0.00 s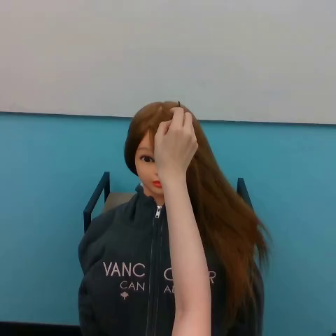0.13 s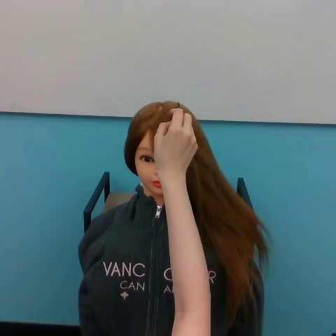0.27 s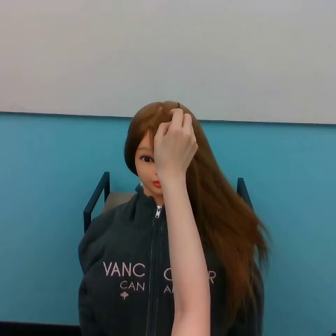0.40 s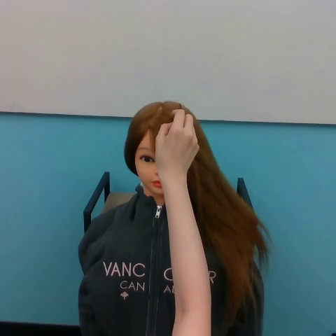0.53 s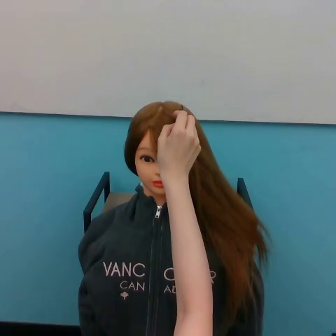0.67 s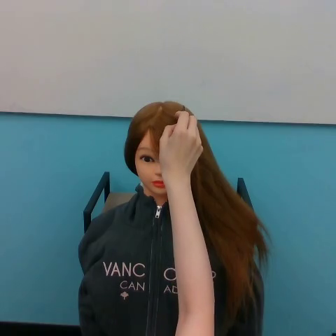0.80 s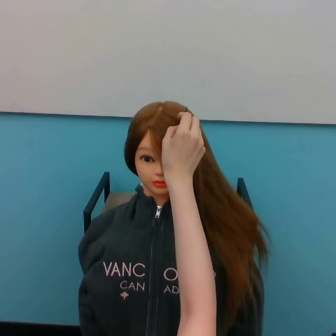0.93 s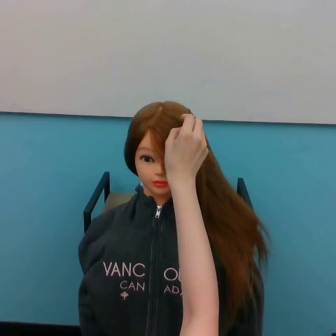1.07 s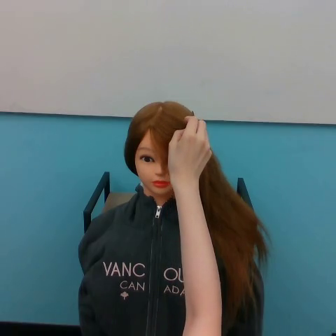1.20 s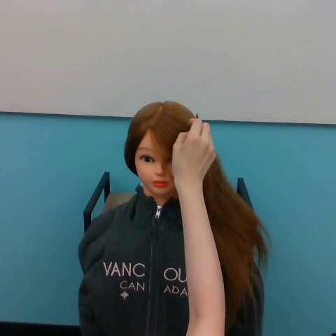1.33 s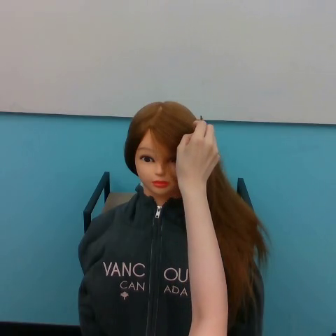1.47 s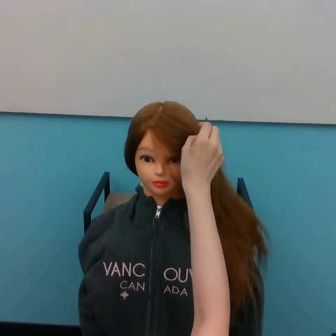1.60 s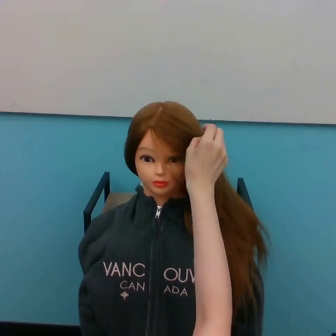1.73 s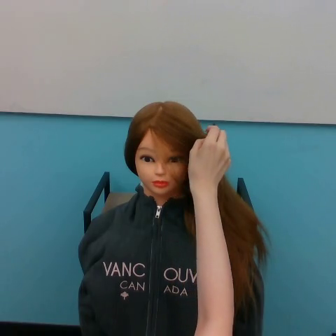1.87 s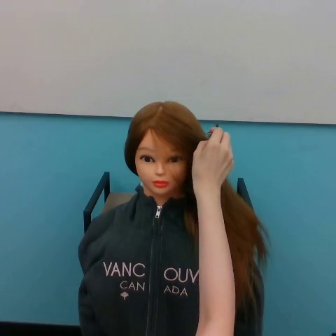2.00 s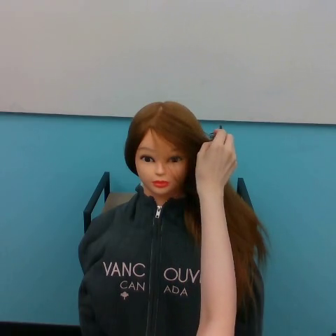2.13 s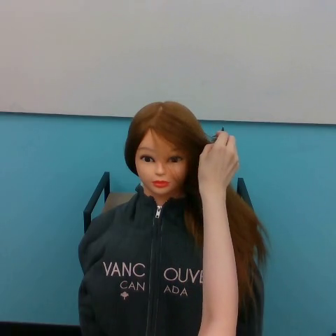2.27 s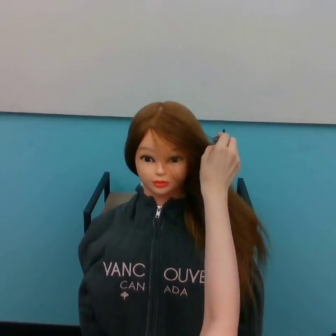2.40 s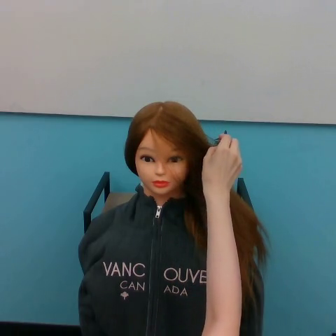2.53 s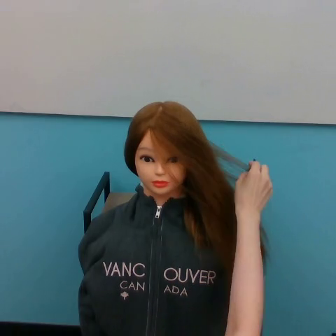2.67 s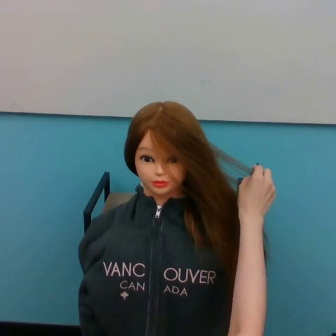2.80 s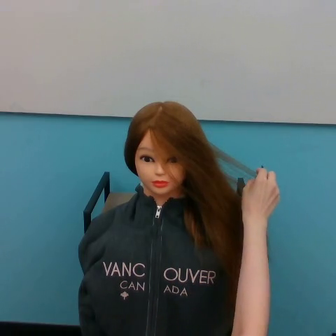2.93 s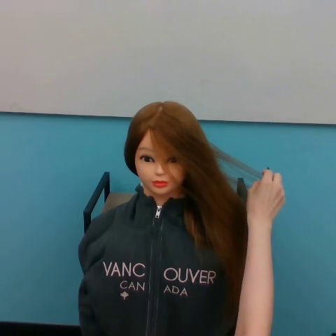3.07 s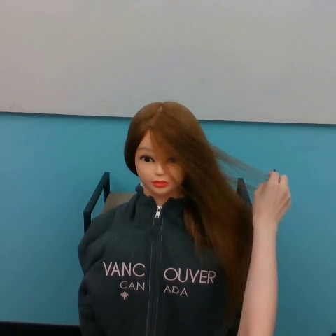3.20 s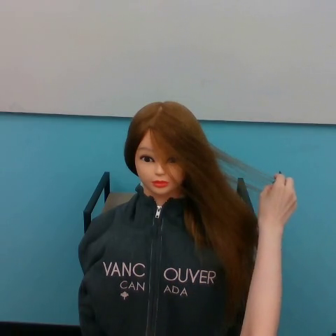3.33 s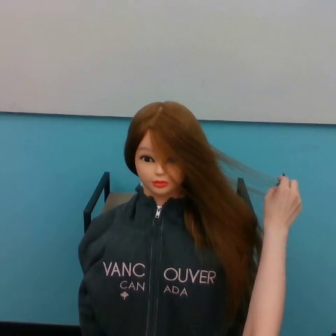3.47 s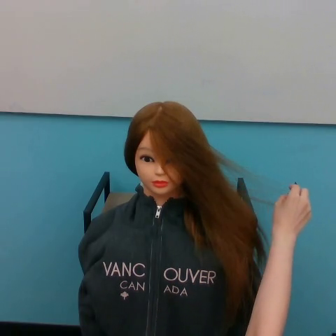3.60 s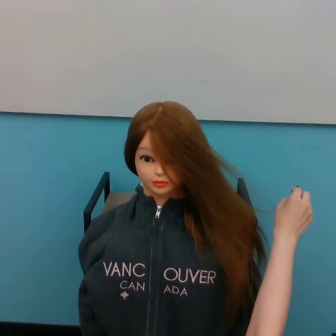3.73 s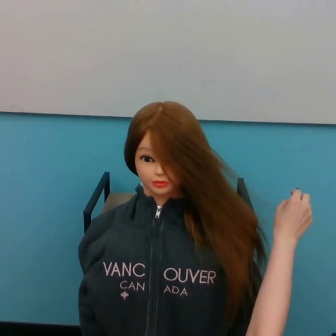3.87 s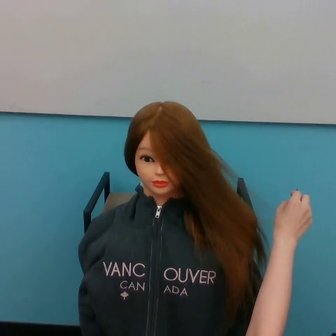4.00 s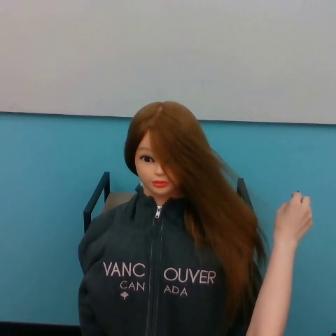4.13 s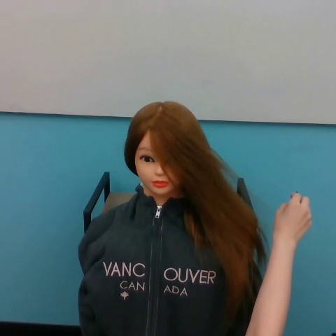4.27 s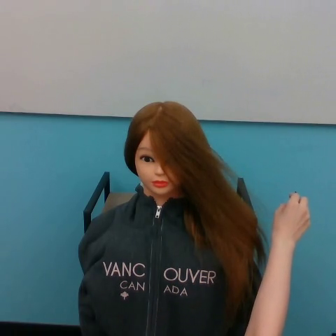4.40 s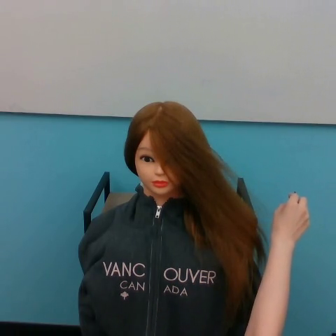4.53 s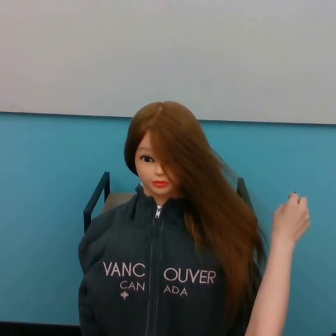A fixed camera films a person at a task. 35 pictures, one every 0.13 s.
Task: brush hair.
Motion: move downward and to the right.
0.00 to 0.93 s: The hand moves only a little.
0.93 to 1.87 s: The hand goes to the right.
1.87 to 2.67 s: The hand goes to the right and downward.
2.67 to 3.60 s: The hand goes to the right and downward.
3.60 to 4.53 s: The hand moves only a little.
